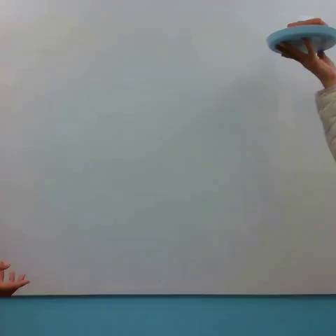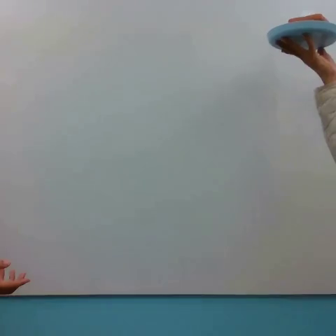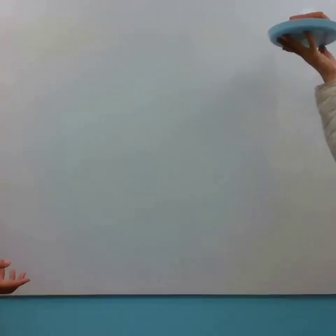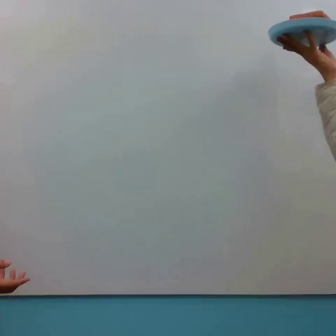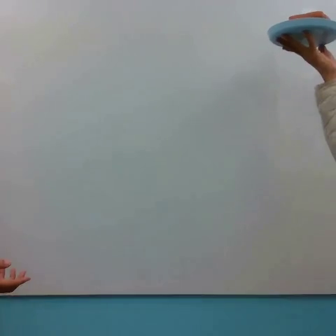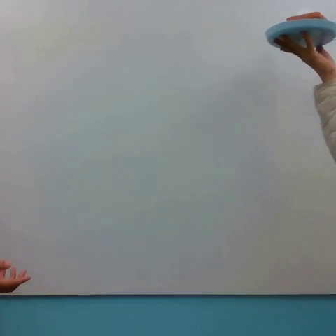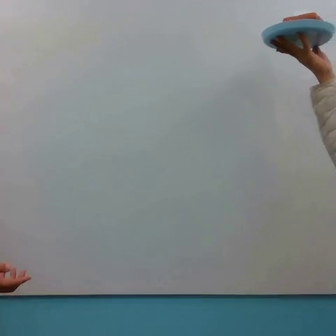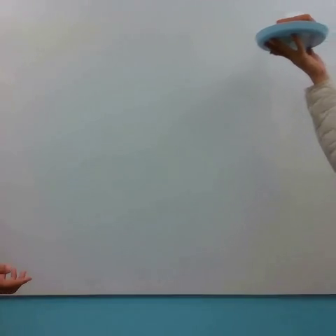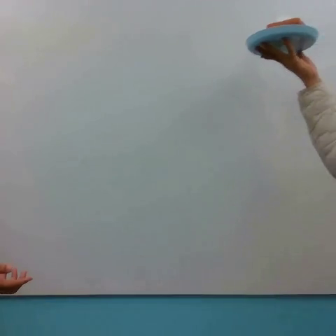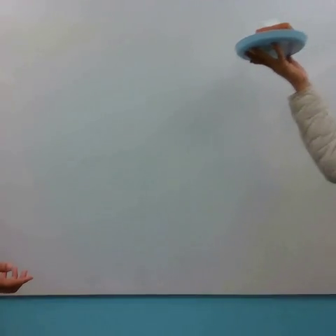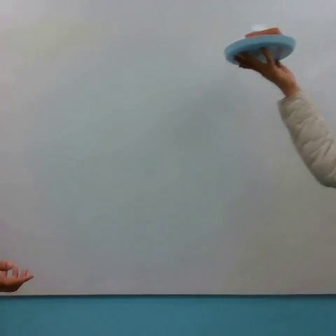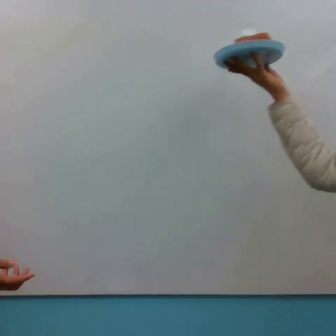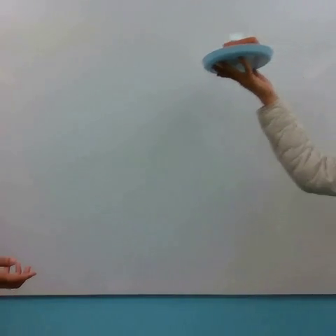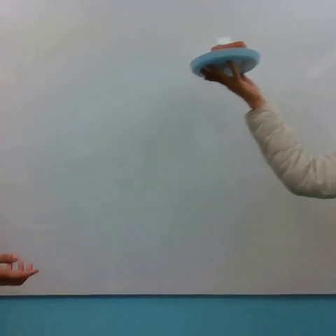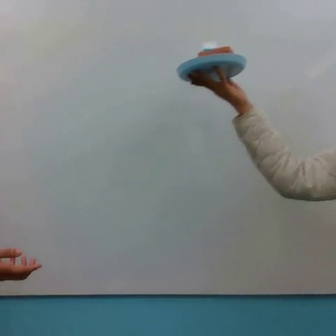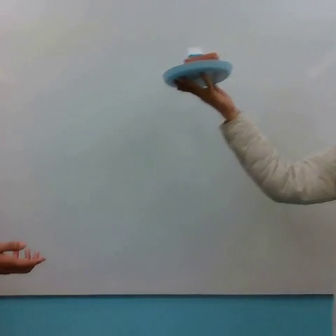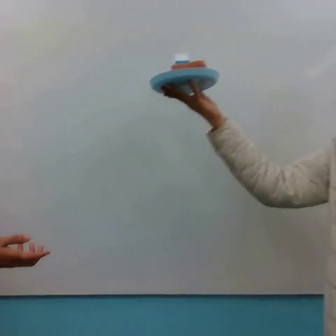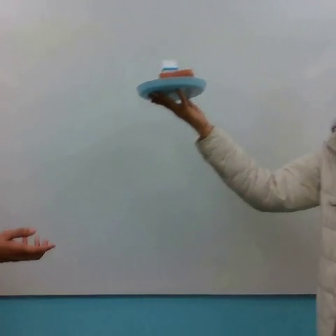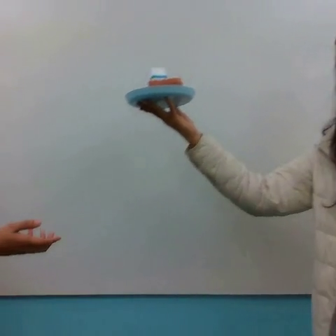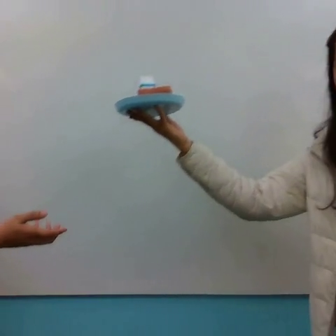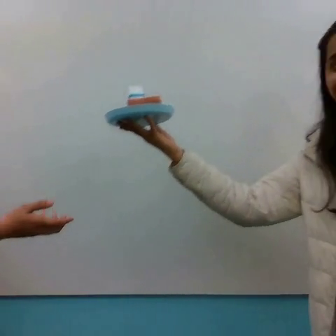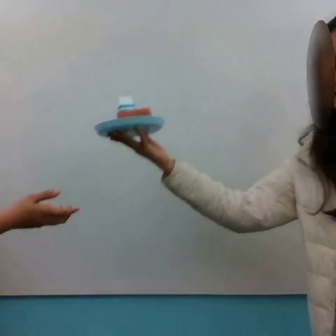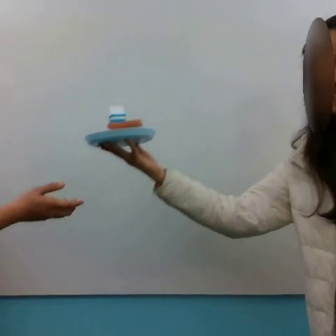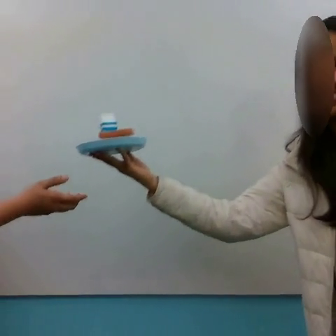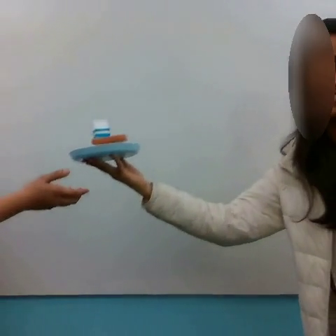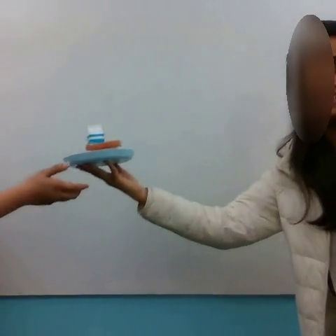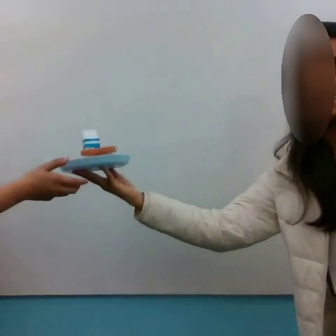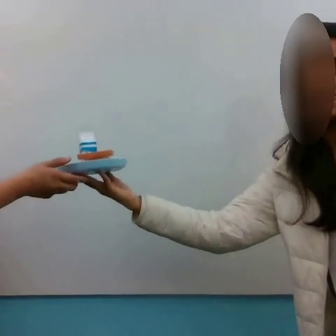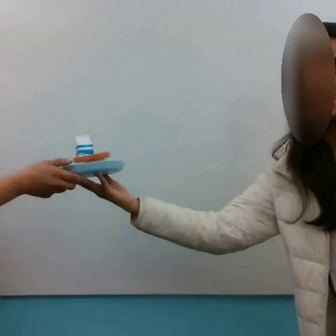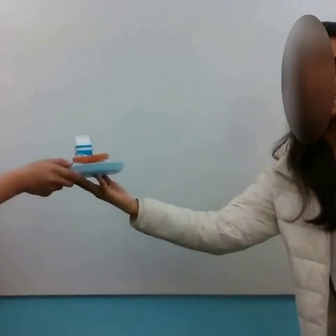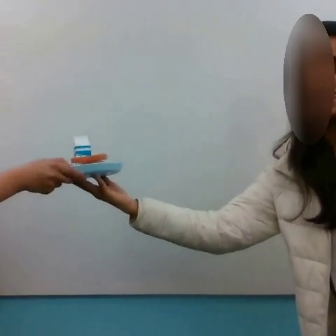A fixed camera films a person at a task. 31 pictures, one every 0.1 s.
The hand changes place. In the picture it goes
to the left.
0.0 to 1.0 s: The hand goes to the left.
1.0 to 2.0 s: The hand goes to the left and downward.
2.0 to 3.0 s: The hand goes downward and to the left.
Task: handover plate.
Motion: move downward and to the left.
